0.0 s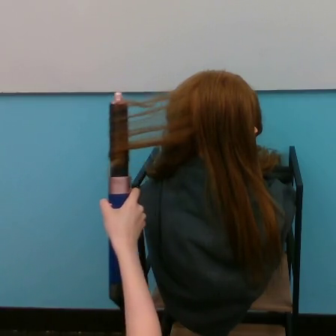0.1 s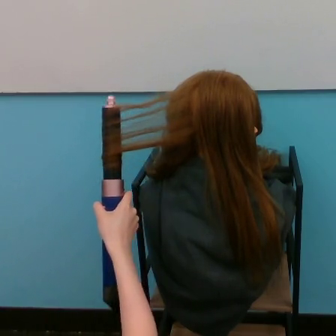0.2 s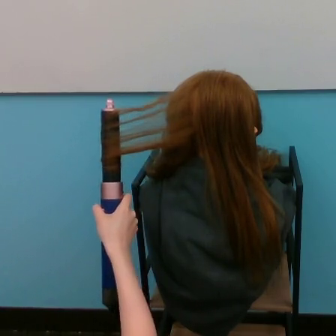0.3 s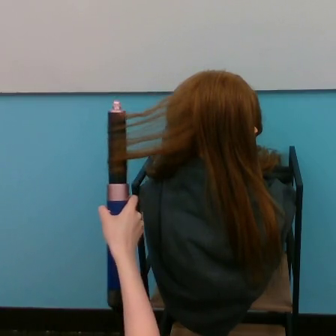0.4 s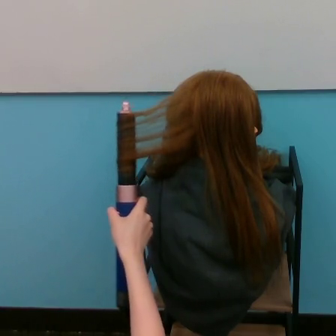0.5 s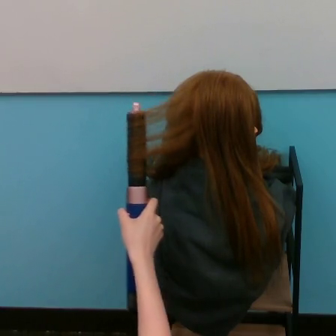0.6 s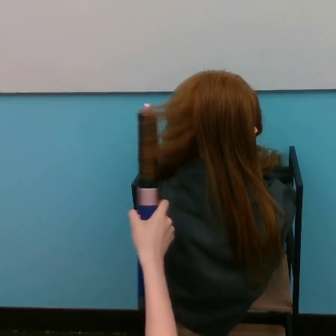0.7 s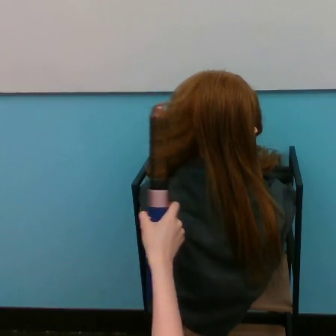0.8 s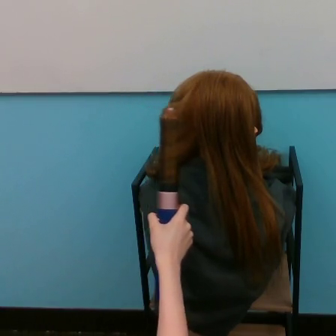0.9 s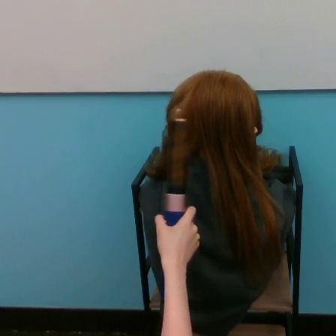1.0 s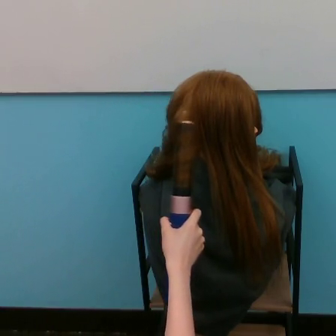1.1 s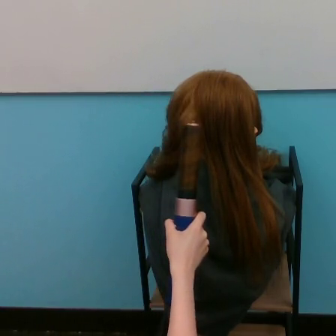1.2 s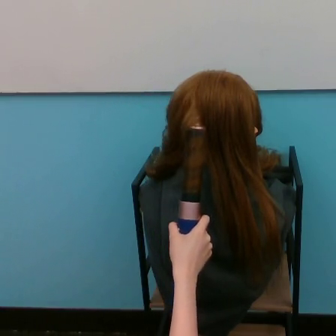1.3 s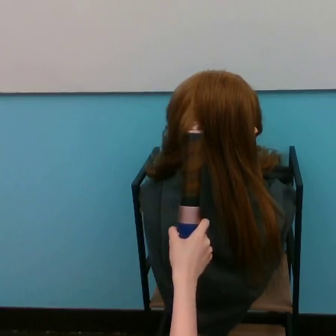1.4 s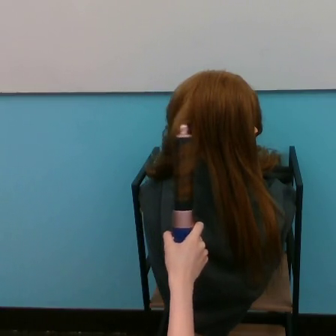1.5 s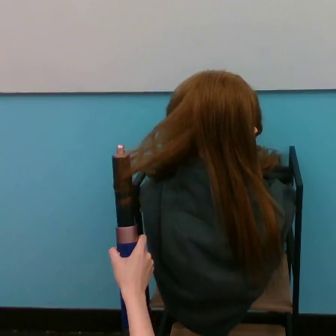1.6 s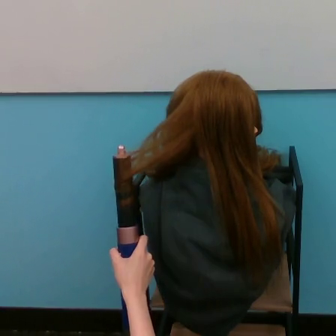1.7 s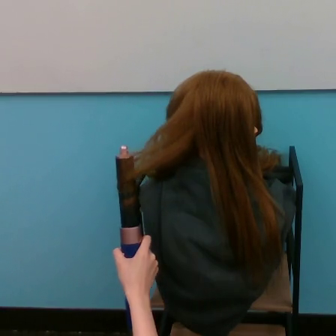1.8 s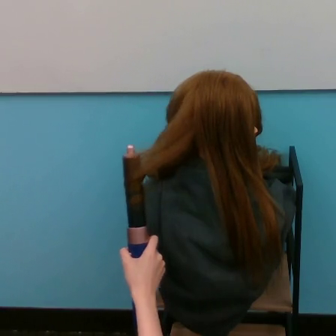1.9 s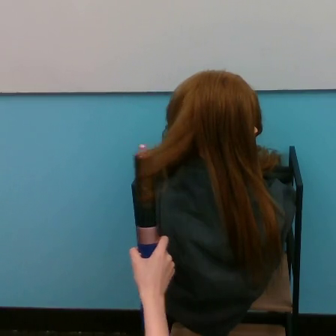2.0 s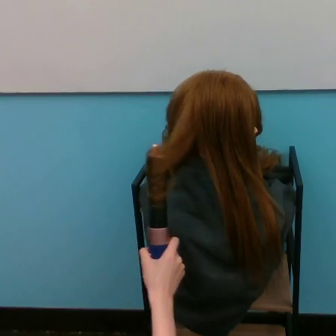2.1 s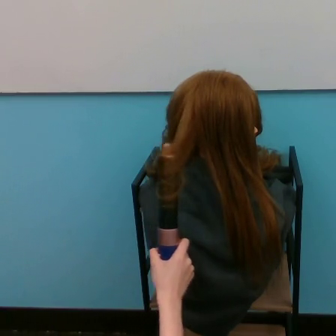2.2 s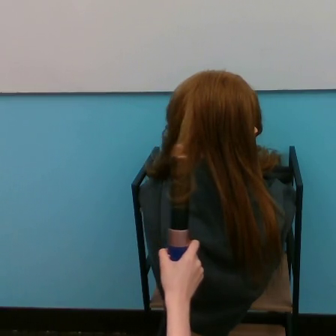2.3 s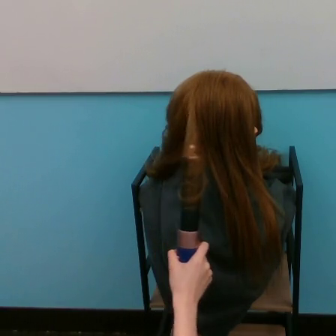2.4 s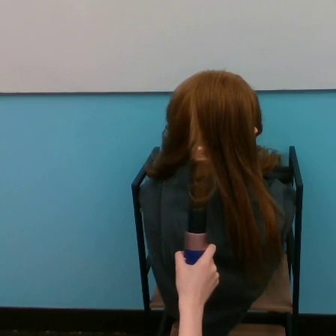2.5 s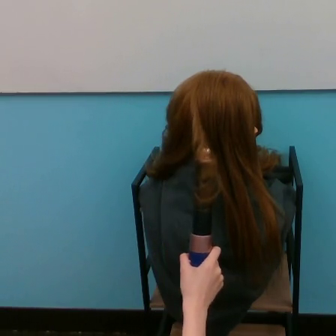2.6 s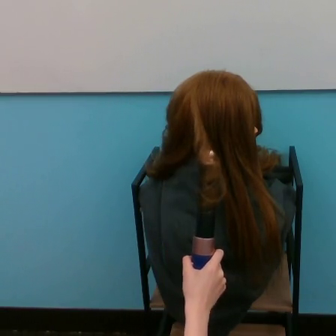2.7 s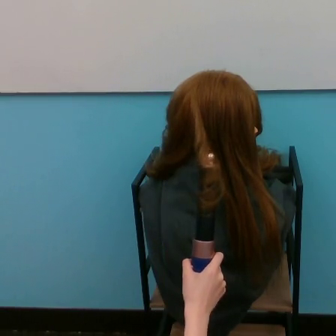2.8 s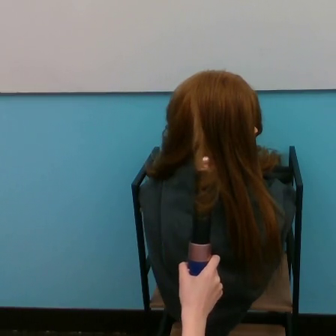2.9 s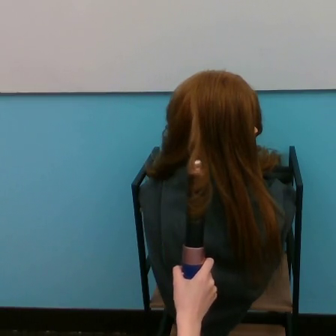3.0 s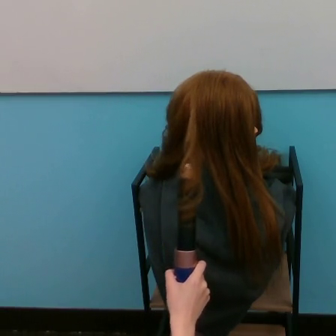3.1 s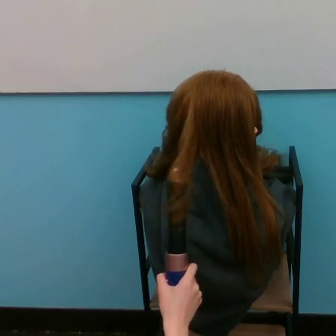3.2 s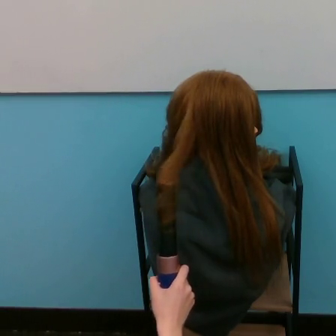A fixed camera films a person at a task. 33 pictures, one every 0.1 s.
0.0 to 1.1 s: The hand goes to the right.
1.1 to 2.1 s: The hand goes to the left and downward, then to the right.
2.1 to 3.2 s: The hand goes to the right, then to the left and downward, on a clockwise arc.
Task: curl hair.
